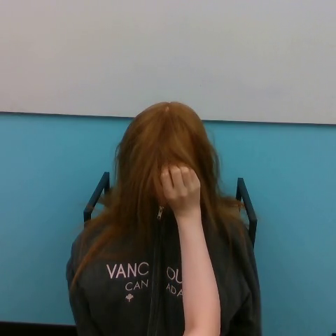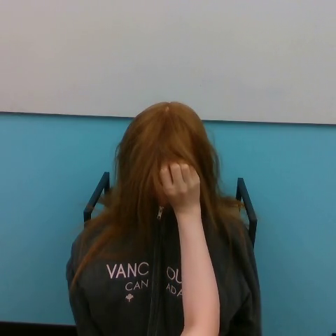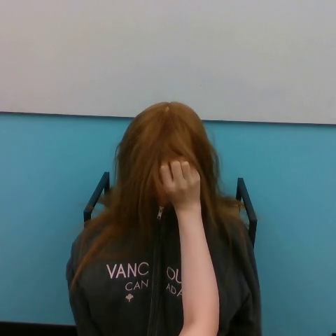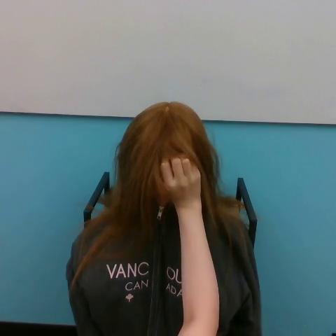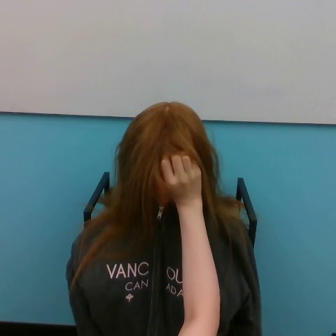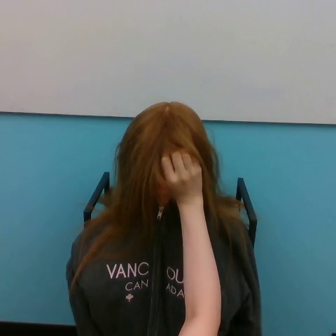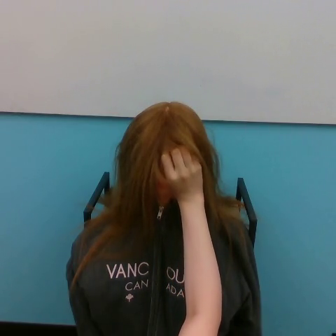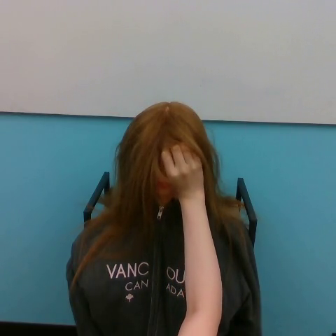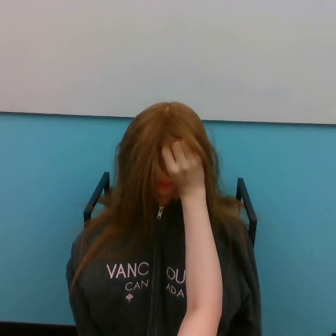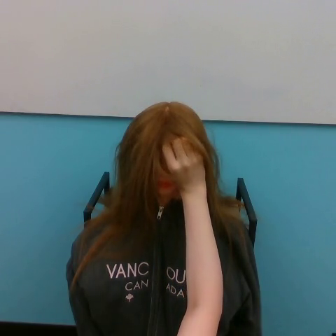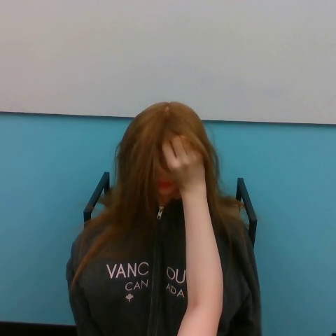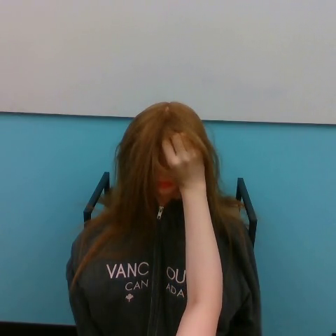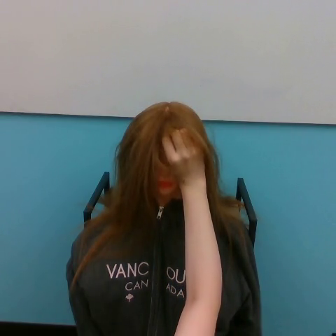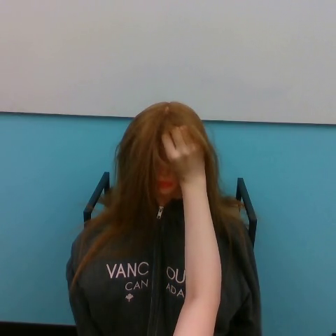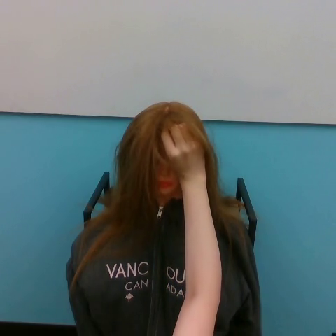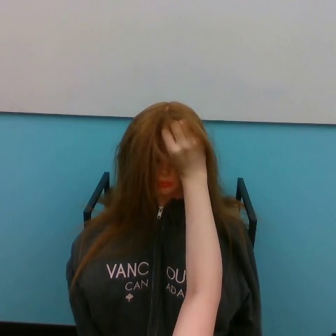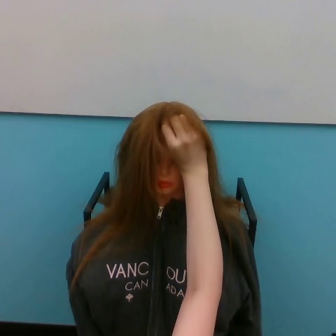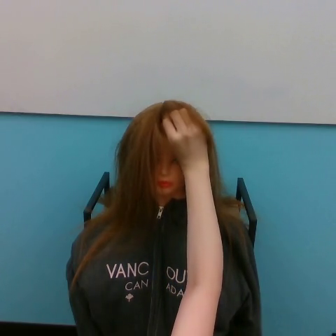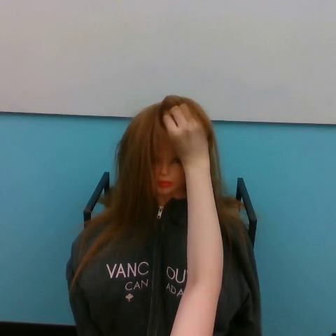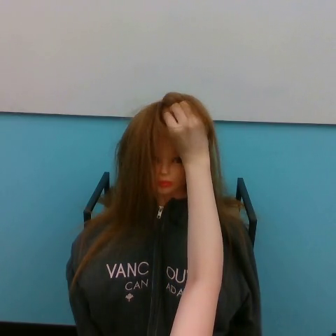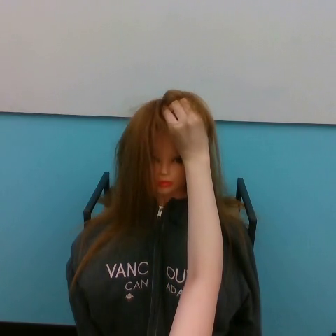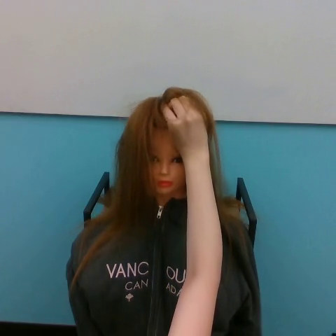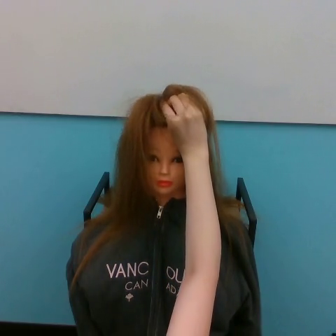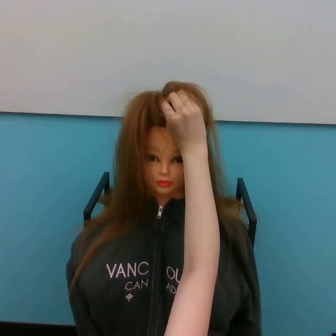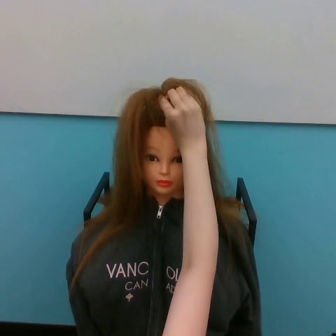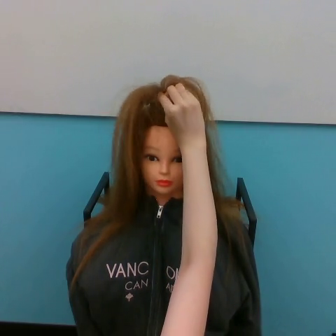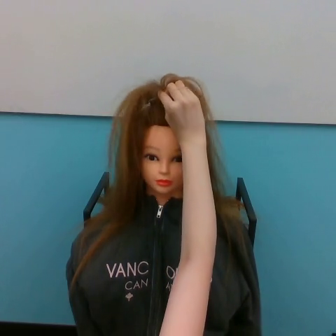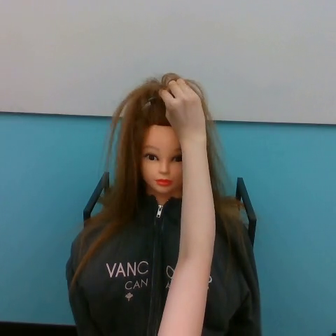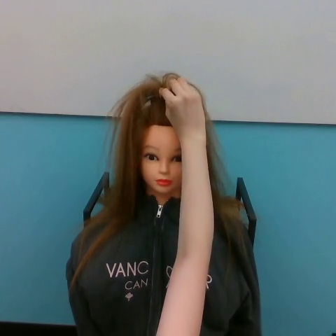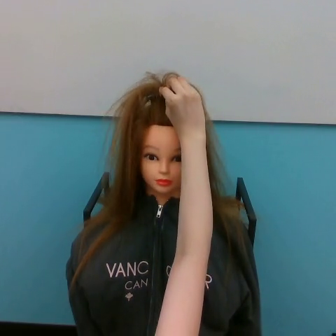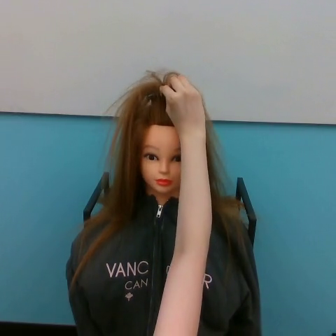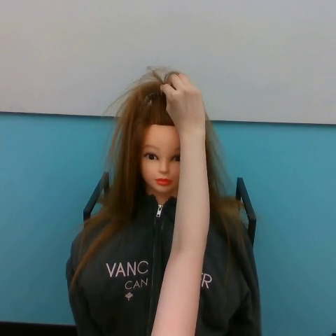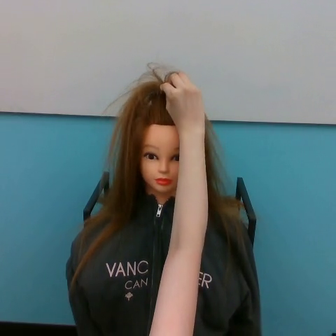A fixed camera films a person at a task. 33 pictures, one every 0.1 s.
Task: brush hair.
0.0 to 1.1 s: The hand goes upward.
1.1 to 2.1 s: The hand goes upward.
2.1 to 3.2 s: The hand goes upward.
